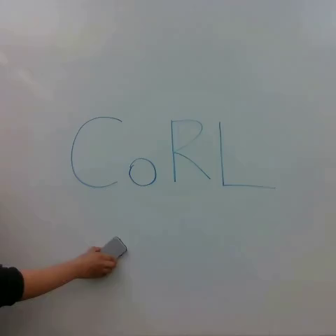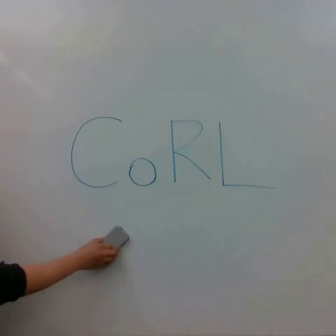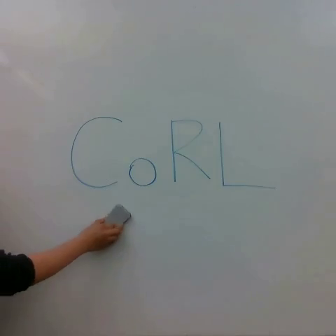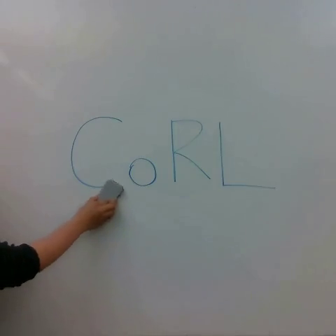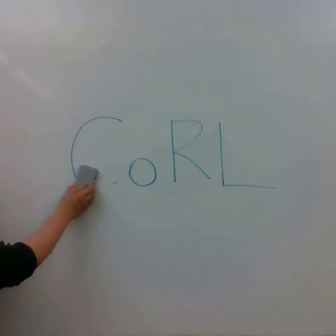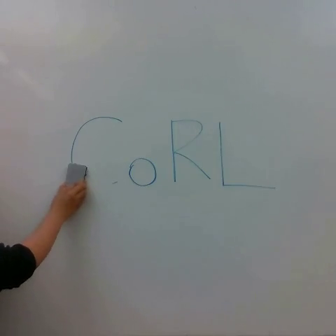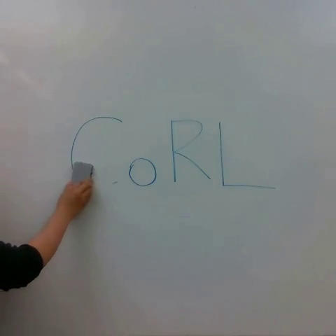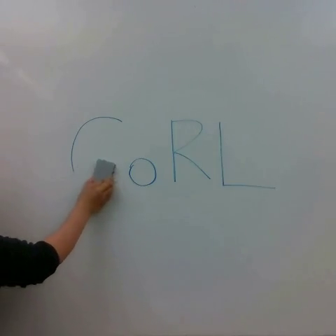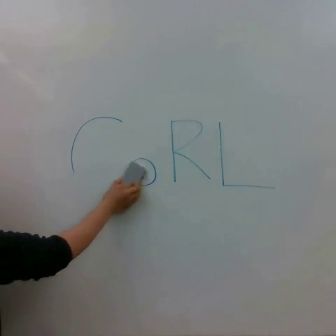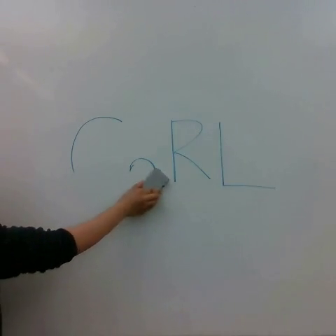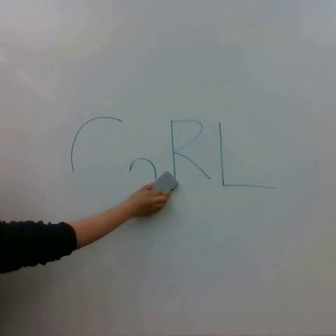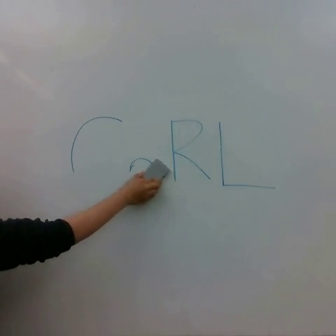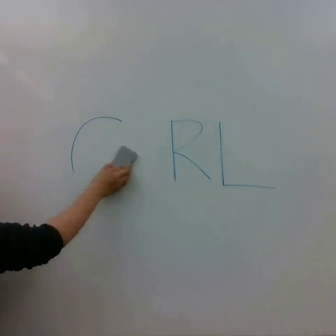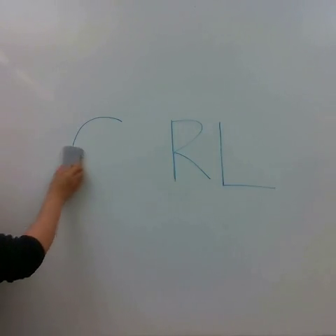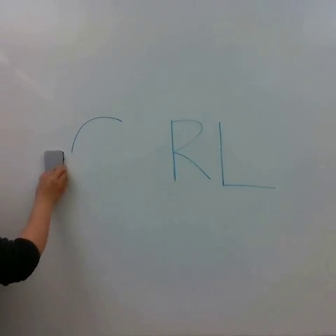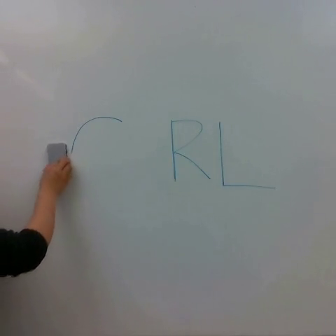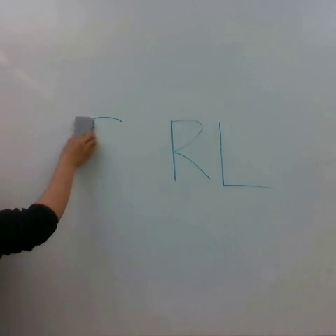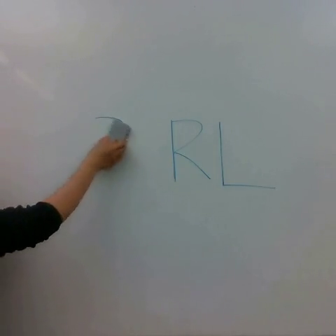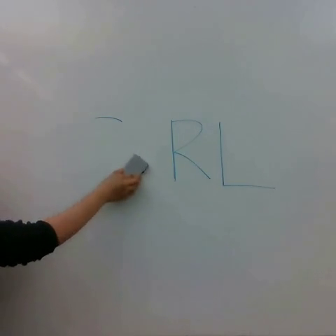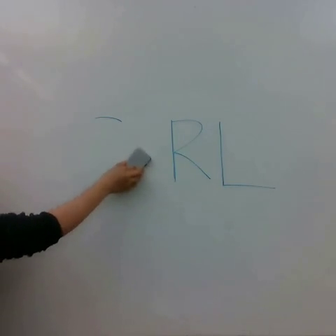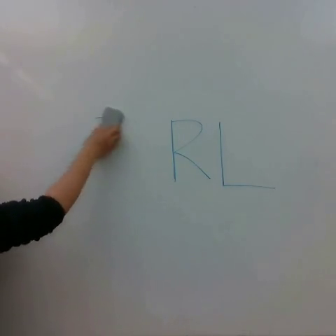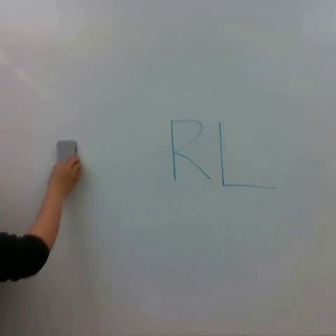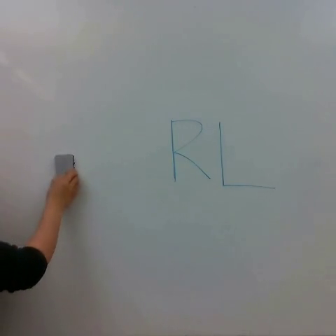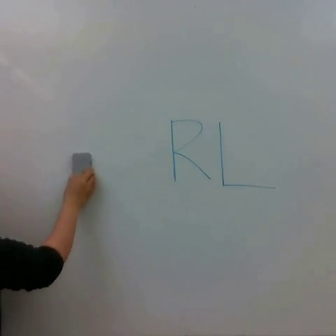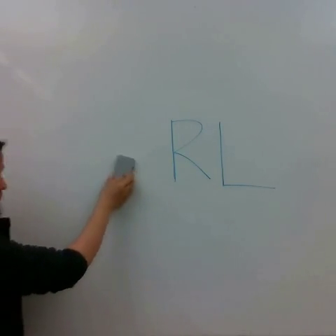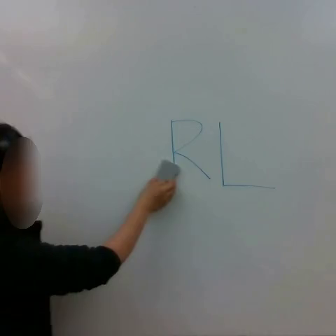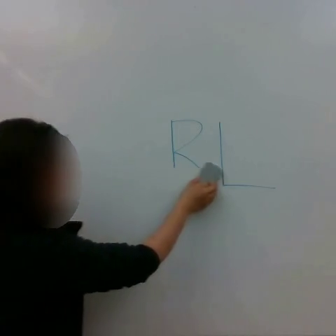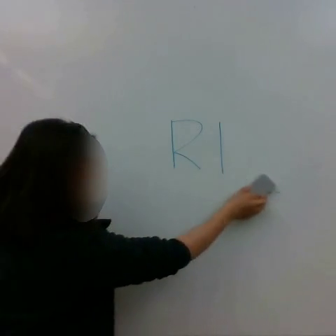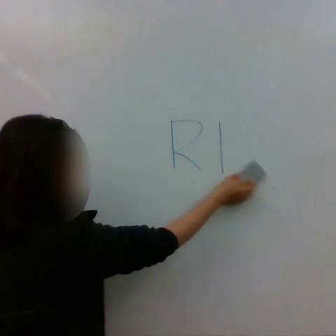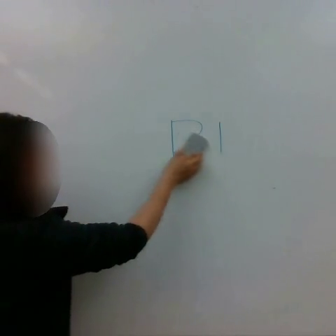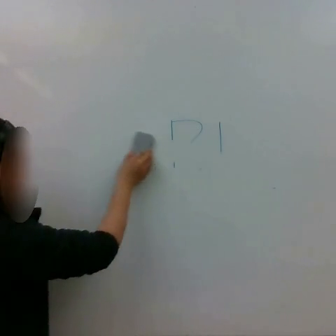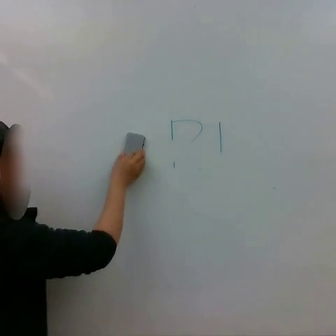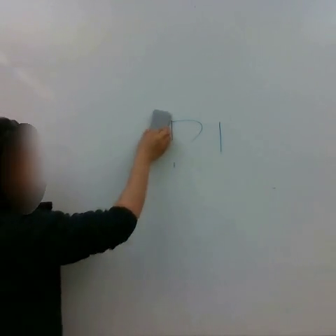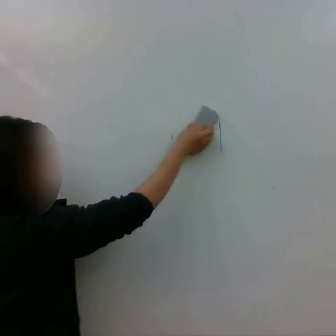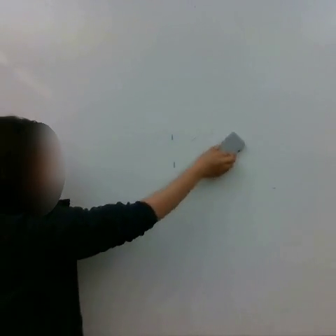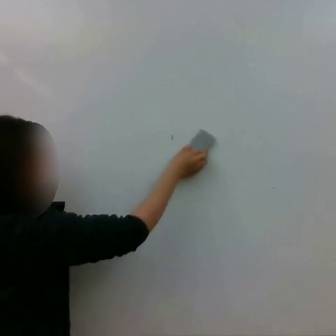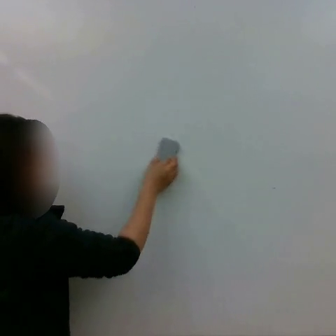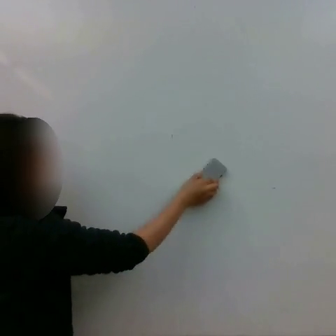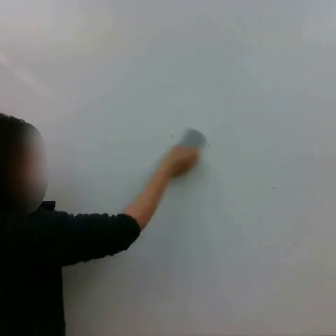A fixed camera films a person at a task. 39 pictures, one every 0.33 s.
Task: erase whiteboard.
Motion: move to the left and to the right, repeating this sequence 5 times.
0.00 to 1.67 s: The hand goes upward, on a counterclockwise arc.
1.67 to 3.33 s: The hand goes to the right.
3.33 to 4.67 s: The hand goes to the left.
4.67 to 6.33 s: The hand goes to the right.
6.33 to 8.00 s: The hand goes to the left, then to the right, on a counterclockwise arc.
8.00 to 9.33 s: The hand goes to the right, then to the left and upward.
9.33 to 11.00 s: The hand goes to the left, then to the right.
11.00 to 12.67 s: The hand goes downward, then upward and to the left.
